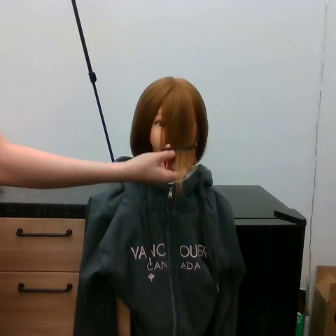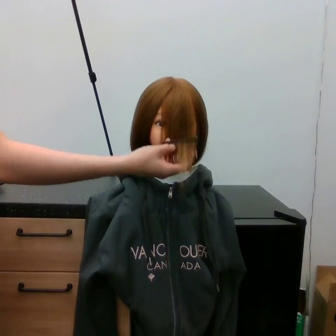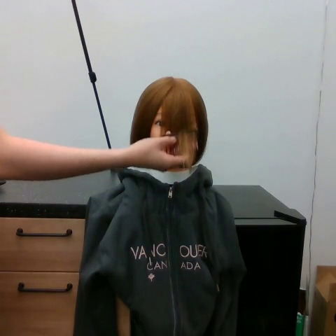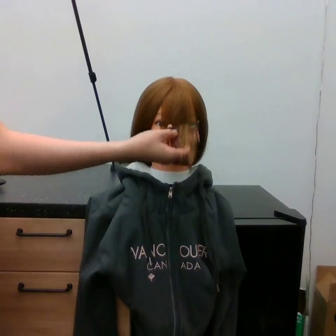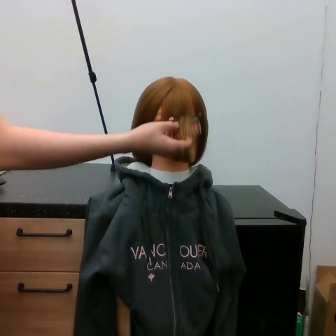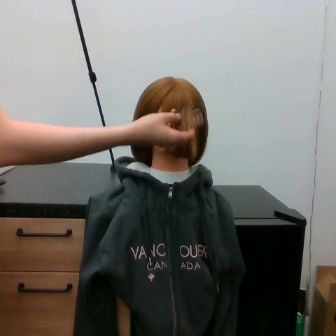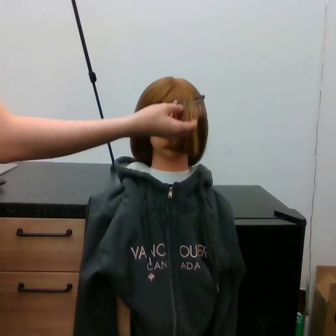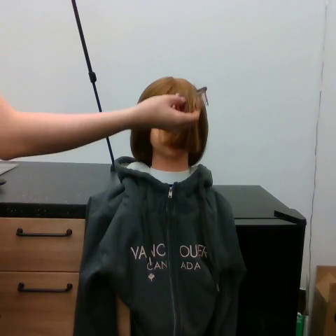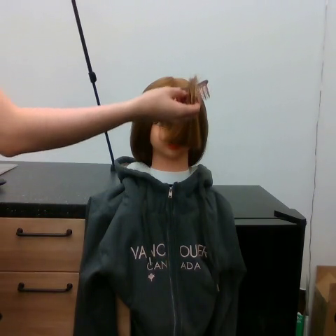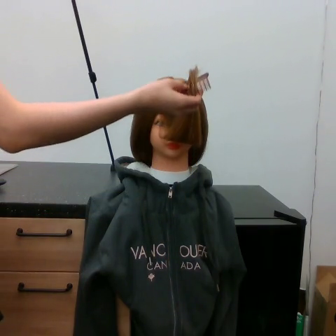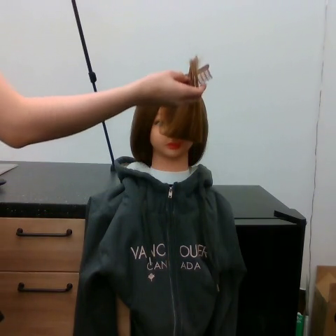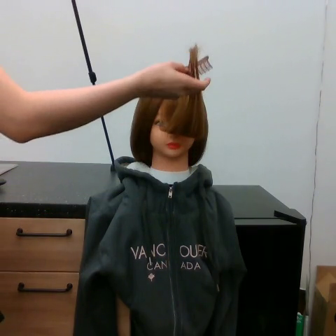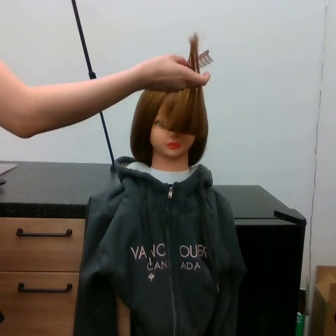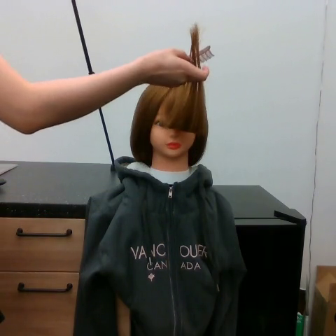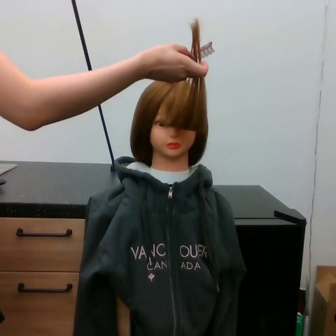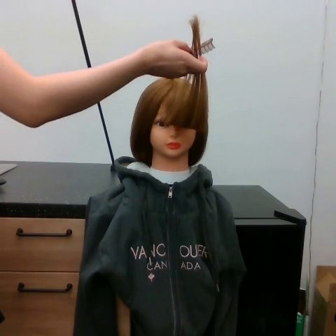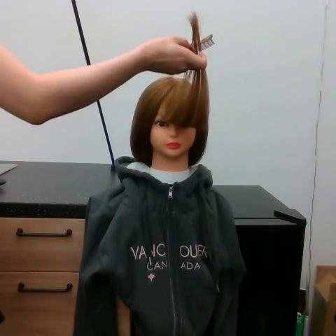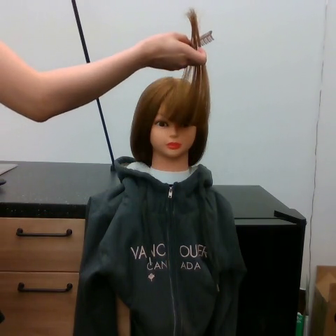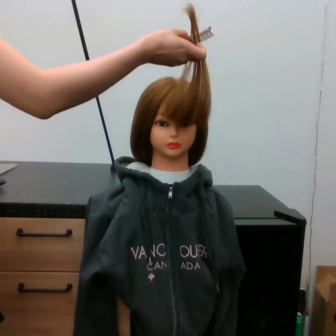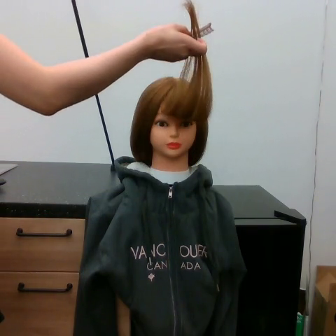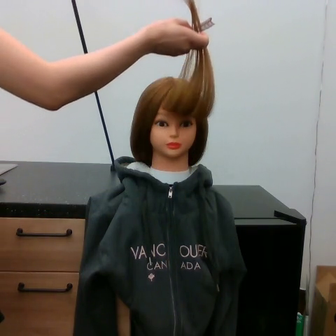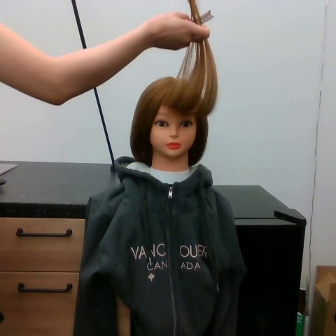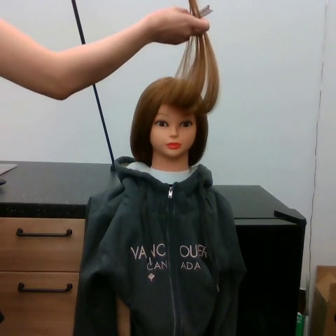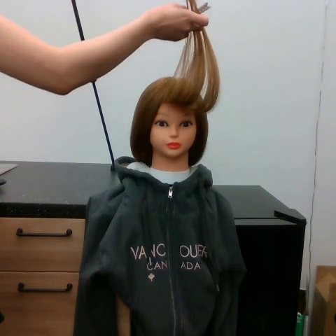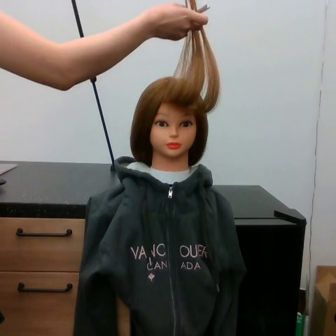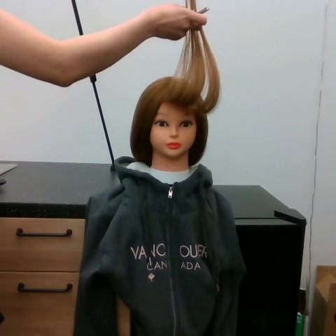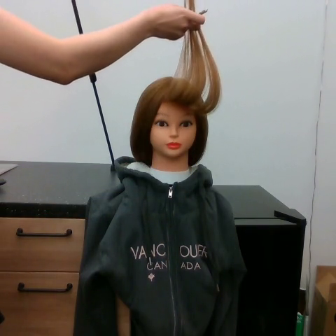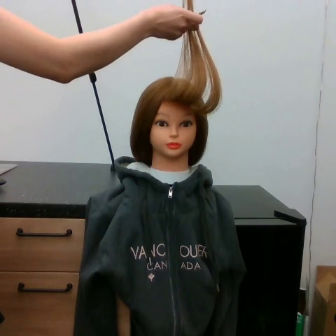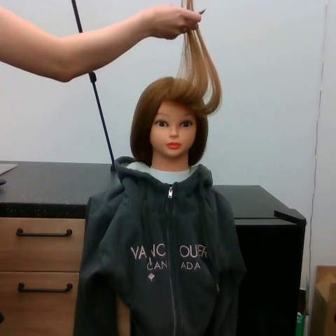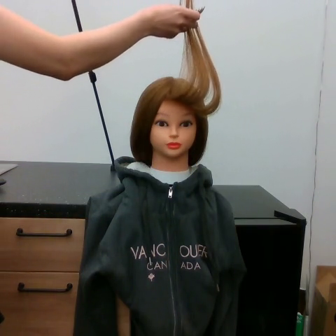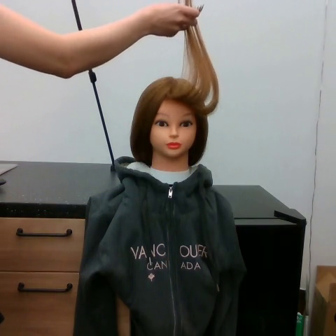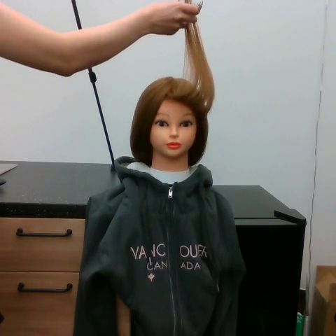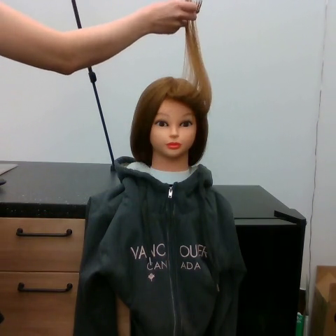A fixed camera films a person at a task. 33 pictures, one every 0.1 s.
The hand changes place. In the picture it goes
upward.
0.0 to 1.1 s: The hand goes upward.
1.1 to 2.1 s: The hand goes upward.
2.1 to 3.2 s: The hand goes upward.
Task: tidy front hair.
